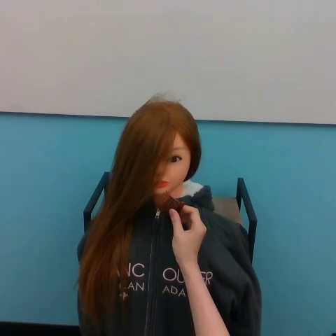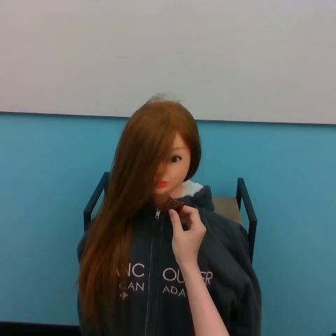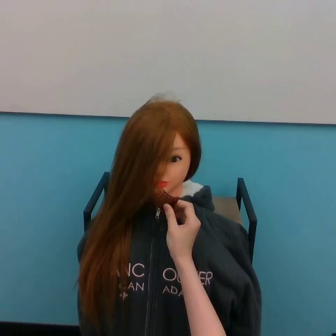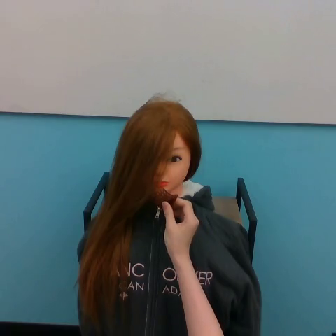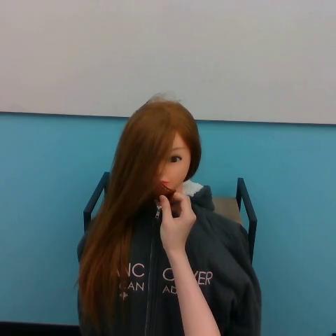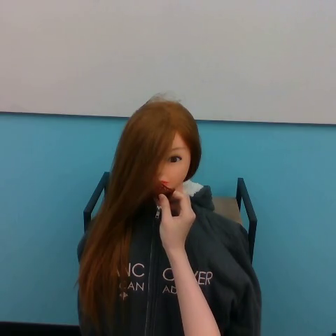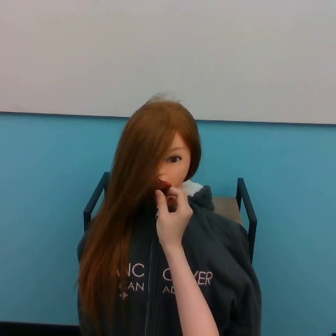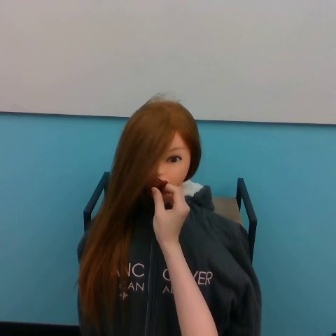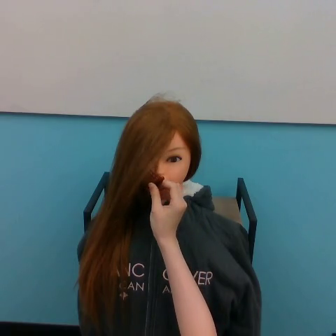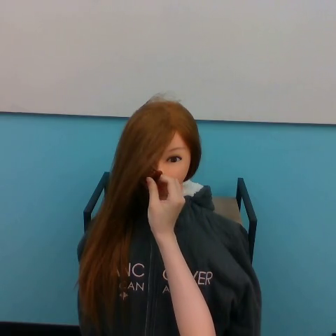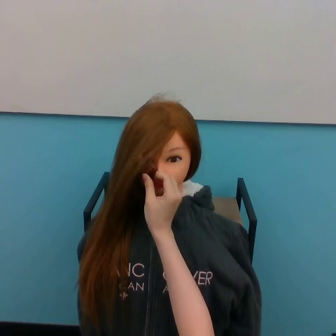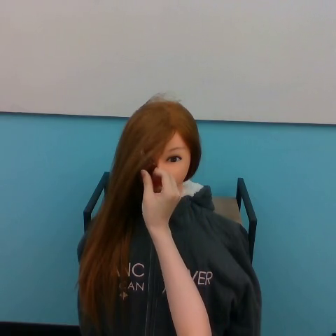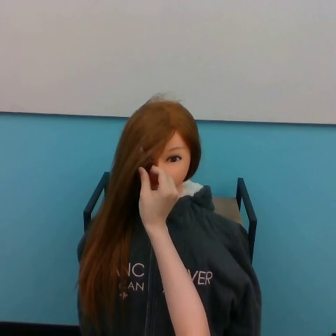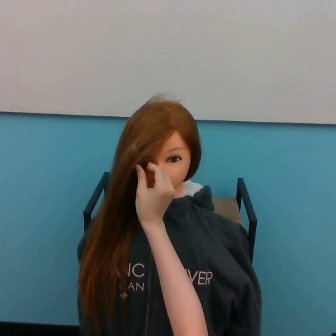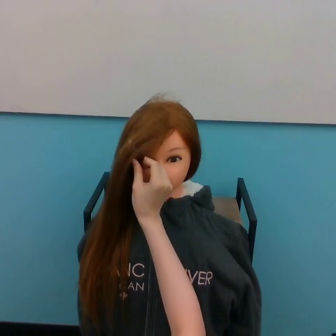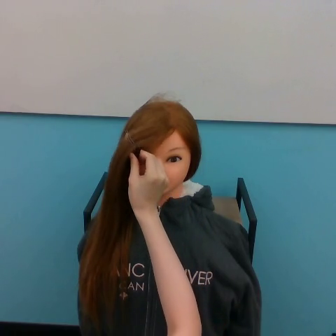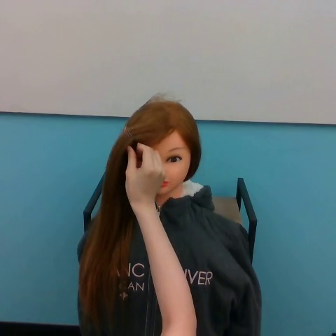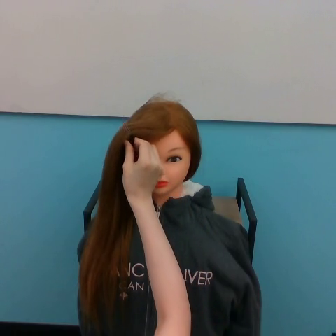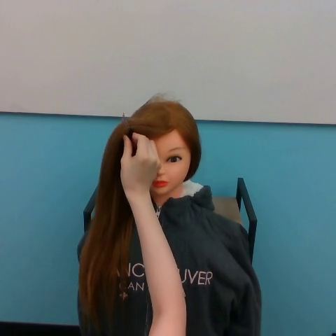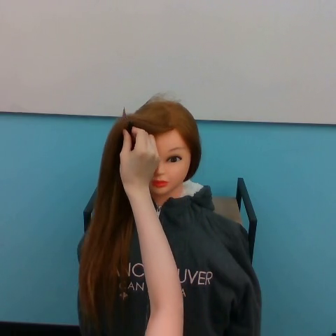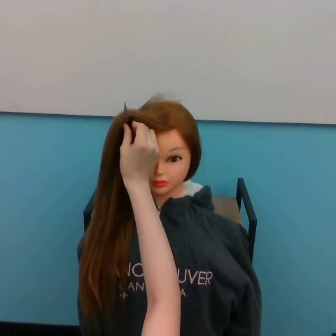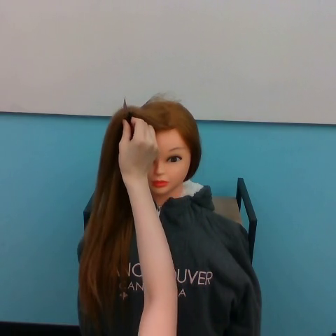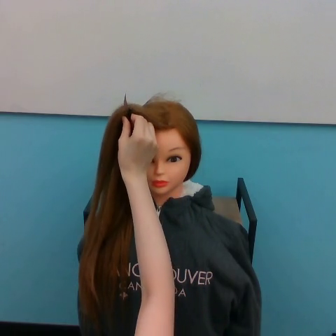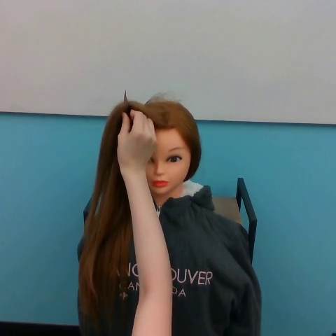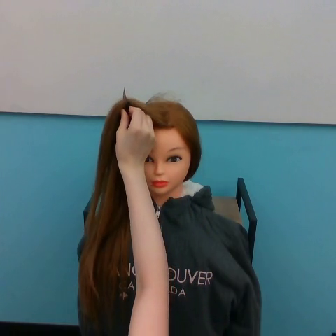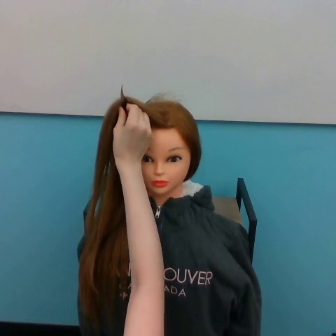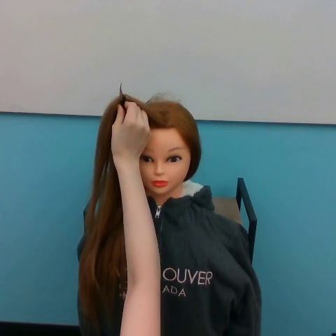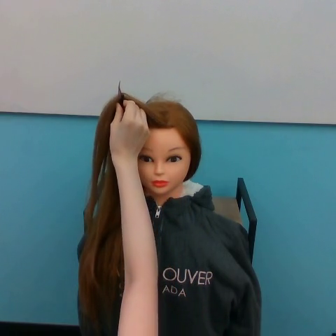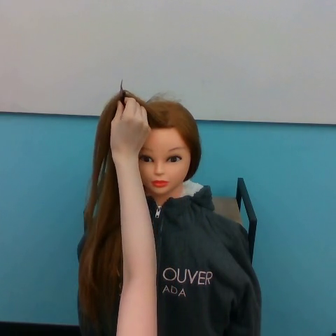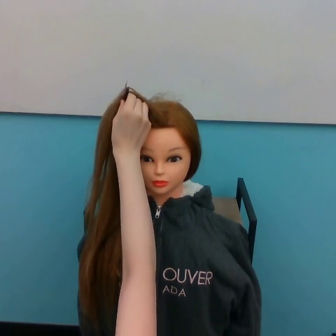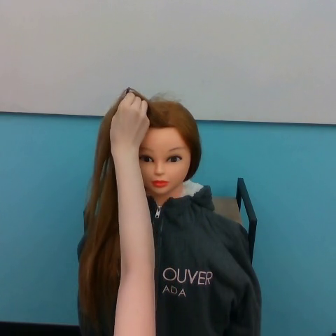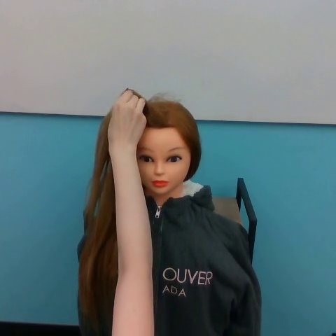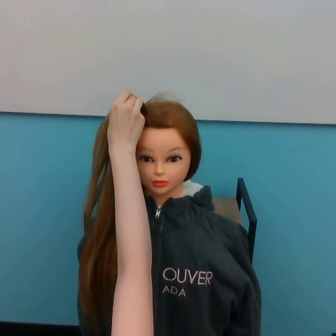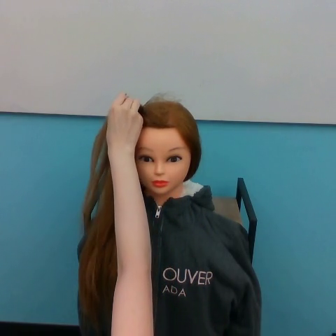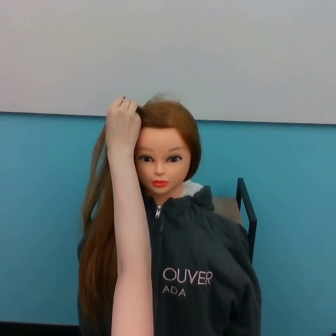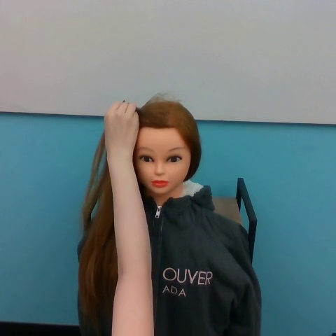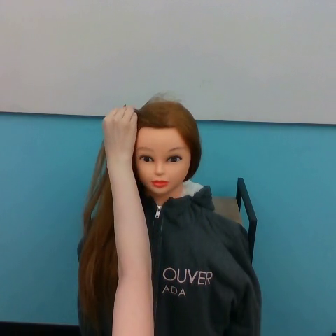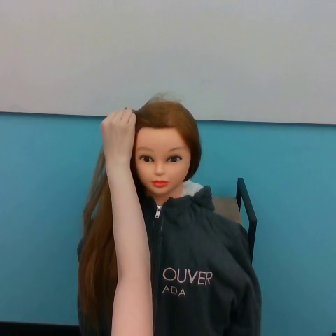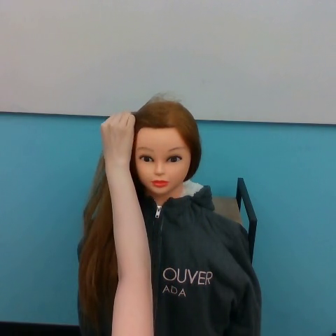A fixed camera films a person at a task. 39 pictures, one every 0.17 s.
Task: tidy front hair.
Motion: move upward and to the left, then move downward and to the left shortly.
0.00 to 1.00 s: The hand goes upward and to the left.
1.00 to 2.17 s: The hand goes upward and to the left.
2.17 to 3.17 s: The hand goes upward and to the left.
3.17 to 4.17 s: The hand goes upward.
4.17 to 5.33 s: The hand moves only a little.
5.33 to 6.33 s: The hand goes downward.
